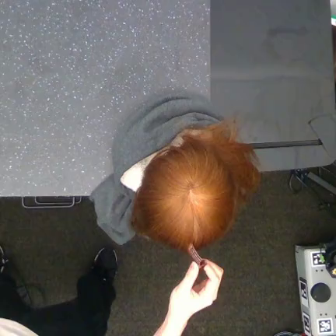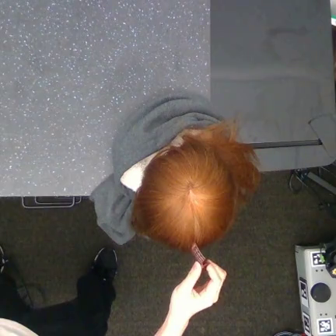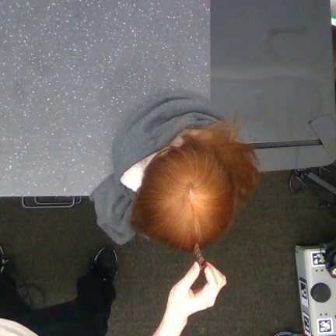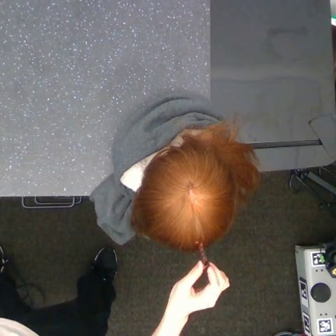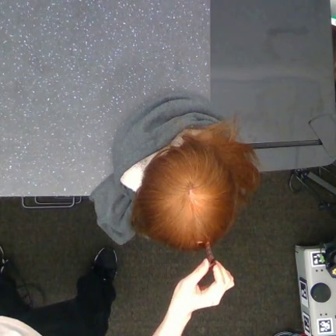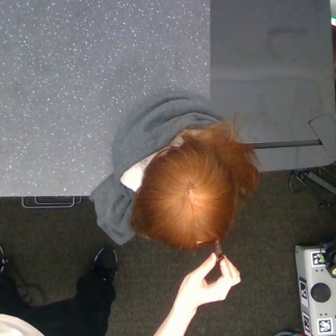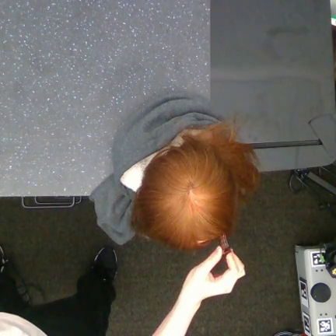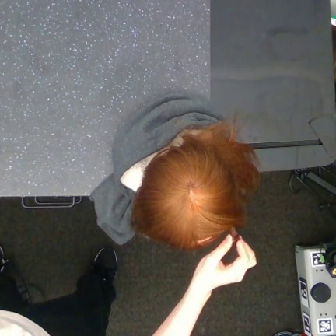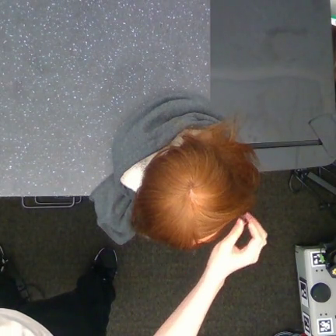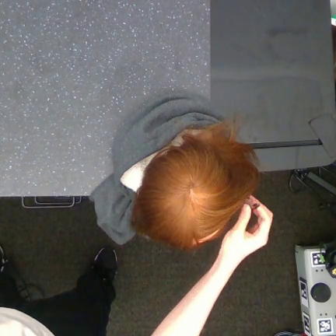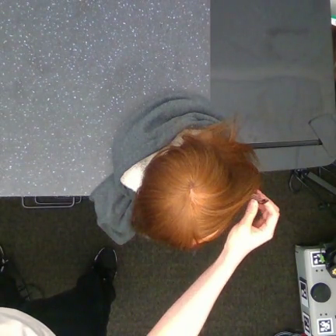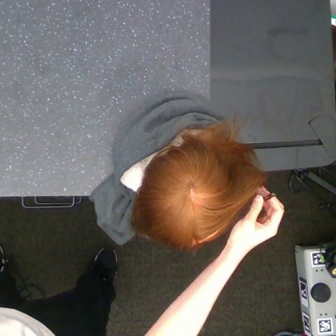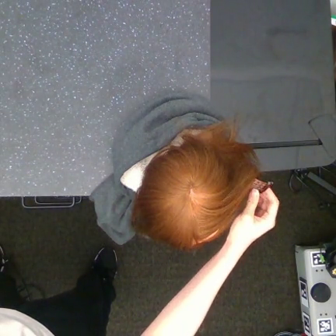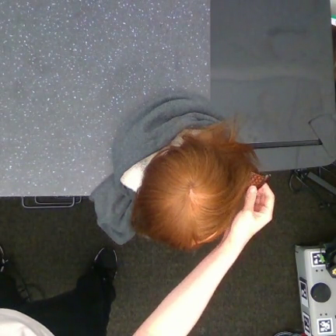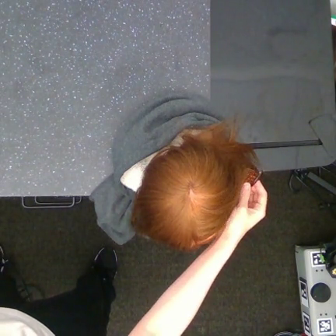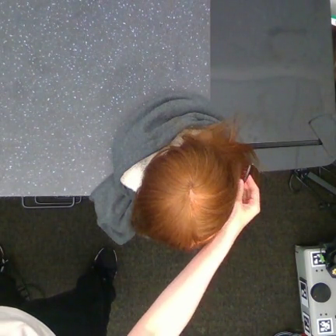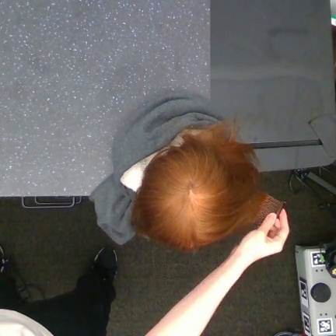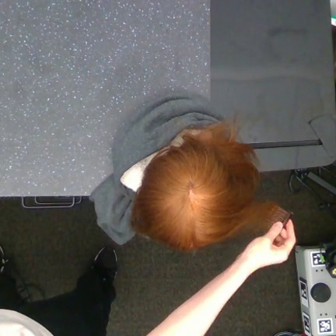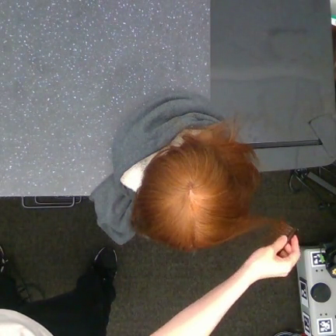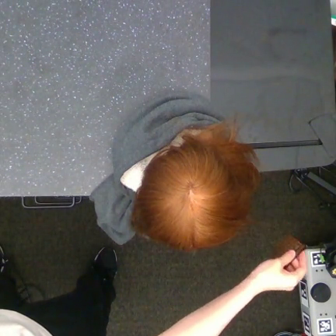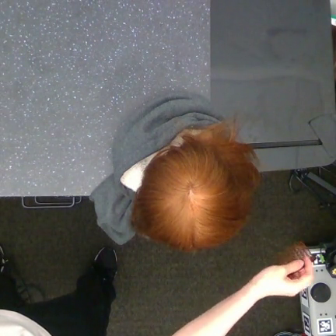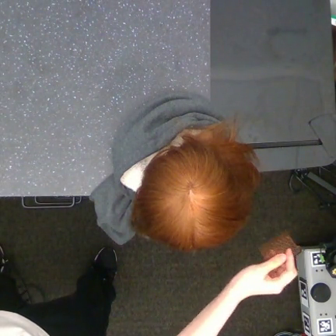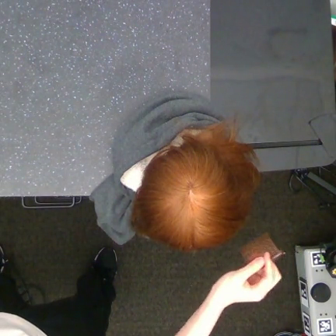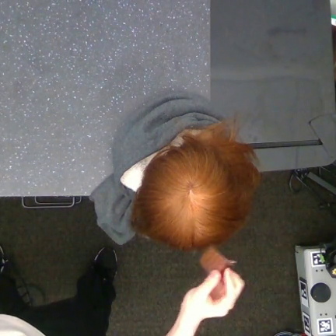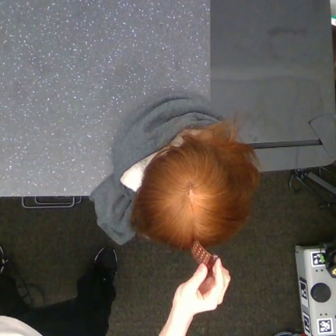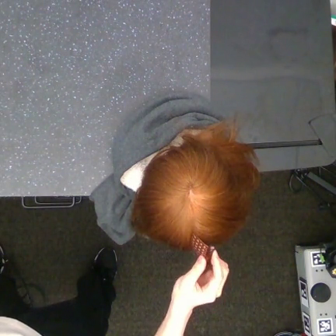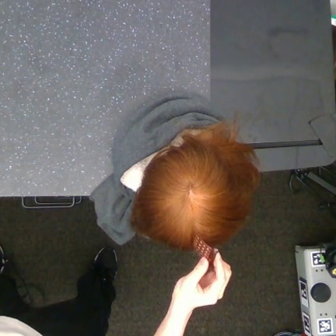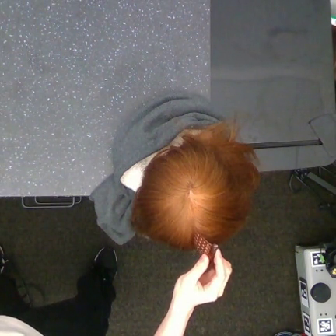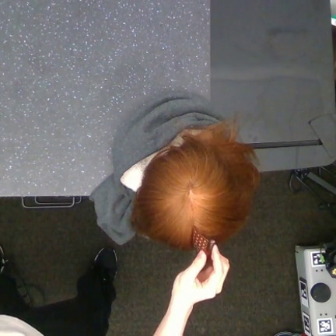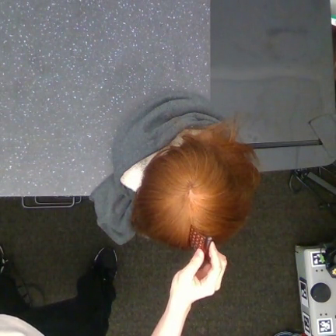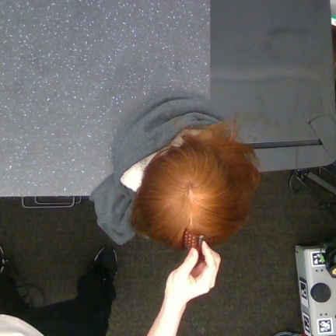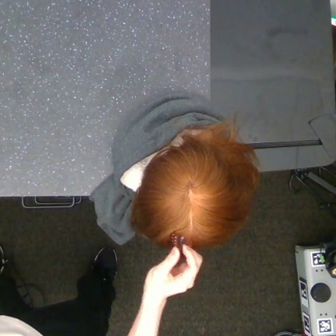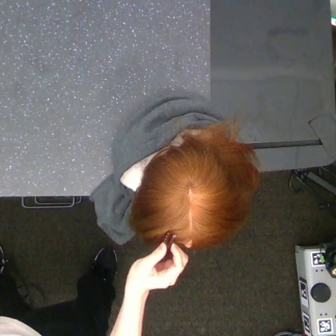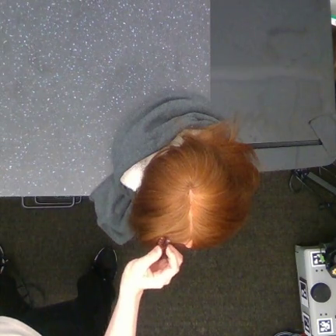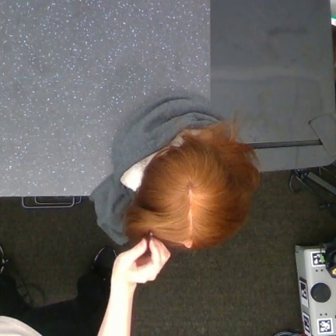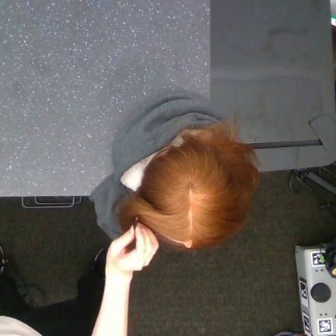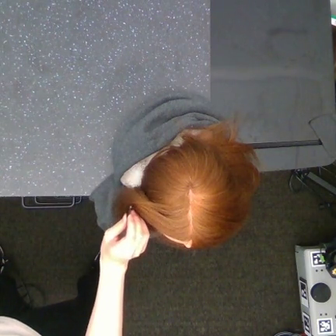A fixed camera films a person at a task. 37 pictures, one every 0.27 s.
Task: part hair.
Motion: move upward and to the right, move downward and to the right, move to the left, then move upward and to the left.
0.00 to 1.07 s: The hand moves only a little.
1.07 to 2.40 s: The hand goes upward and to the right.
2.40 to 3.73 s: The hand goes upward, on a counterclockwise arc.
3.73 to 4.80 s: The hand goes downward and to the right.
4.80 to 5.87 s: The hand goes to the left and downward.
5.87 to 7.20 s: The hand goes to the left.
7.20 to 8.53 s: The hand goes to the left.
8.53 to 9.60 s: The hand goes to the left and upward.
